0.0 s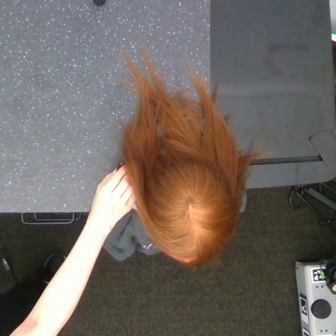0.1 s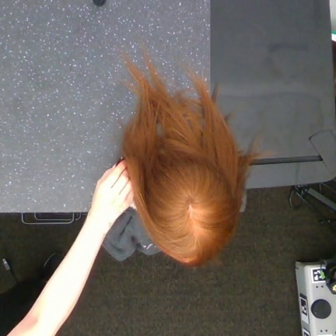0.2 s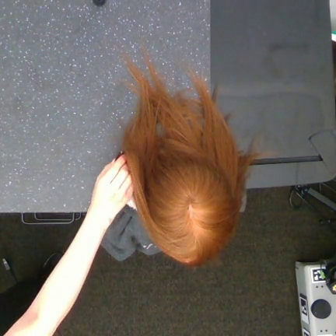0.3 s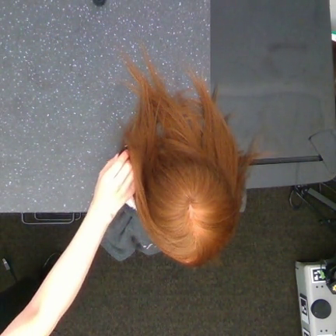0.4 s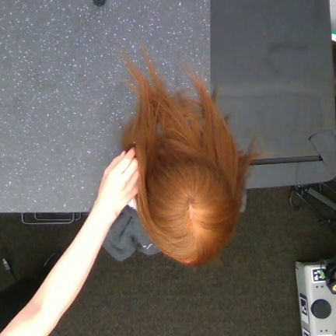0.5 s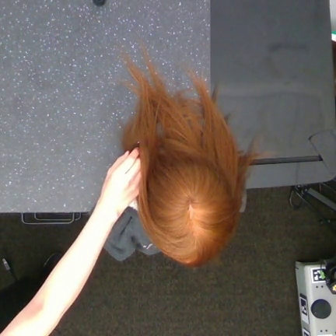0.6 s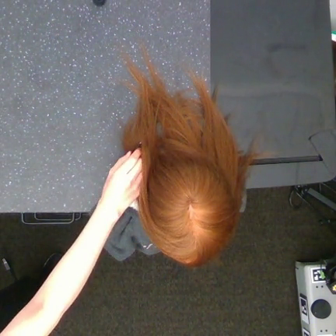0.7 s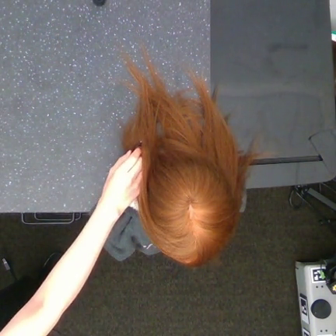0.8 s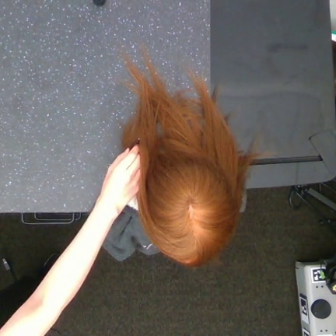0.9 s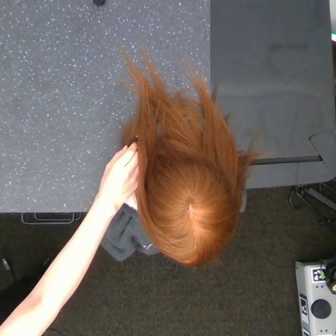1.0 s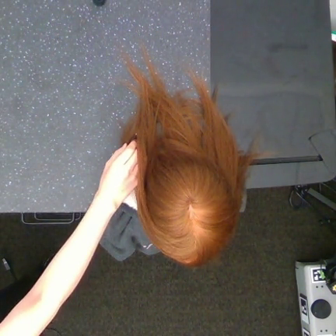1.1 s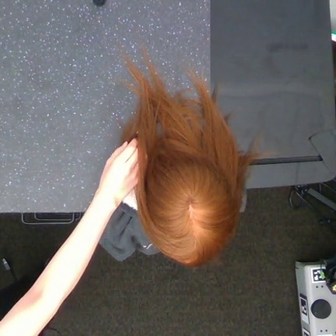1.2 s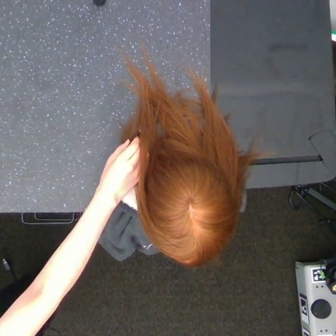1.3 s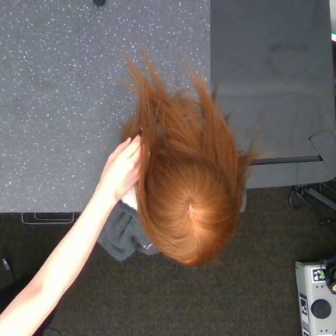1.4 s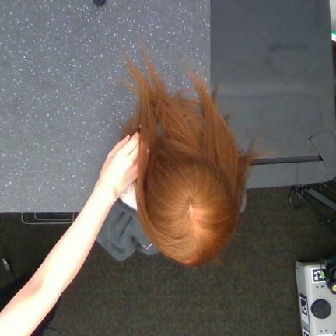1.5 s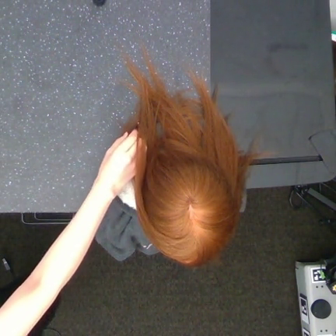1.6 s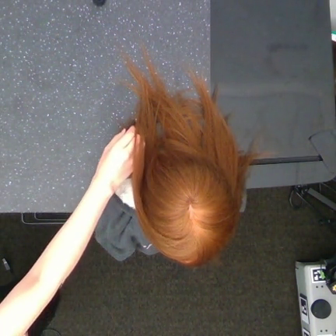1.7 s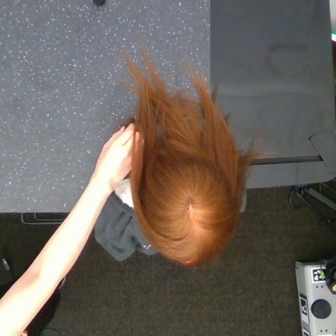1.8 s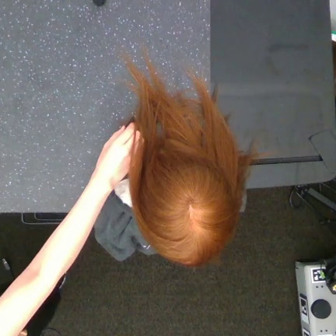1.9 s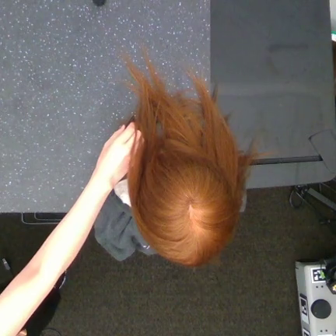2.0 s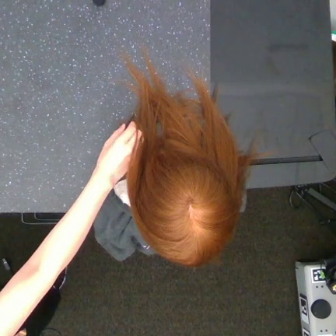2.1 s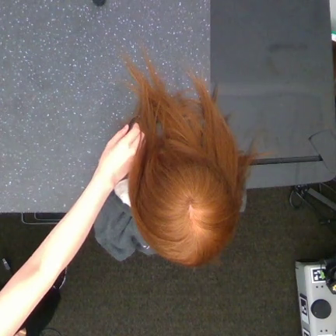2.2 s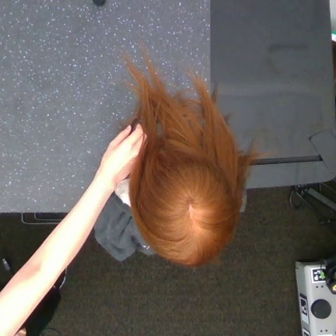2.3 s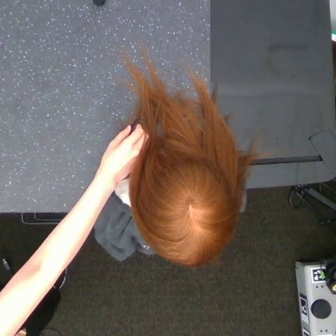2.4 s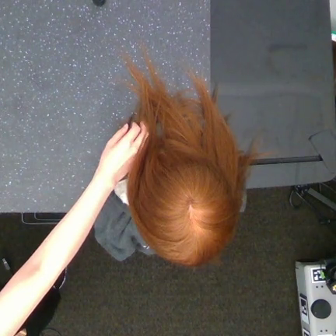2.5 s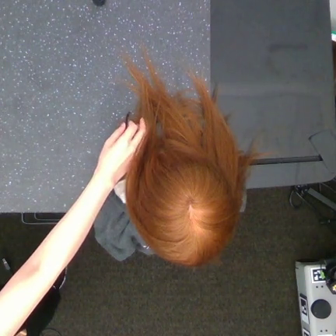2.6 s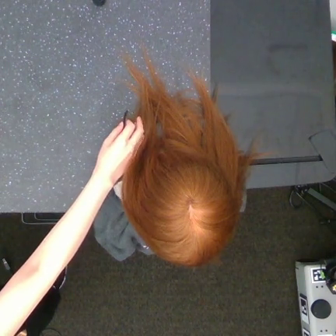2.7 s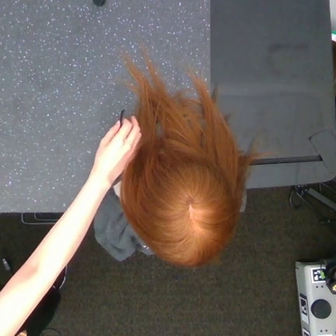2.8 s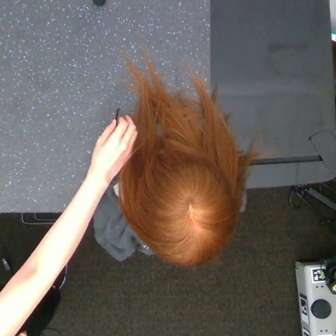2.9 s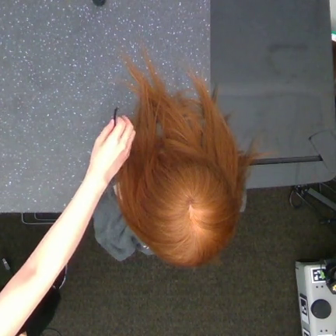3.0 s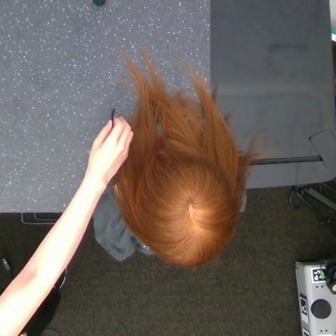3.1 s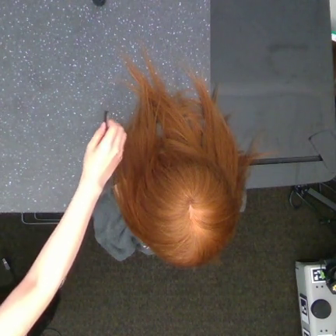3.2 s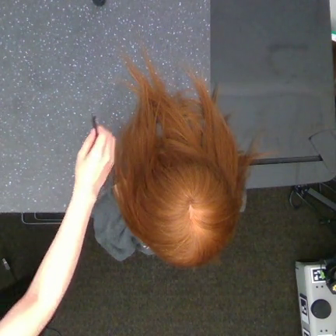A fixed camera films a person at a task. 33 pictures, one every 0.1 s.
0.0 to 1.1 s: The hand goes upward.
1.1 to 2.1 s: The hand goes upward.
2.1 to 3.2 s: The hand goes to the left, on a counterclockwise arc.
Task: tidy front hair.
